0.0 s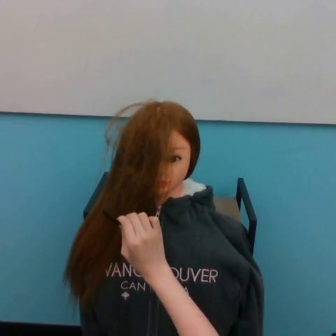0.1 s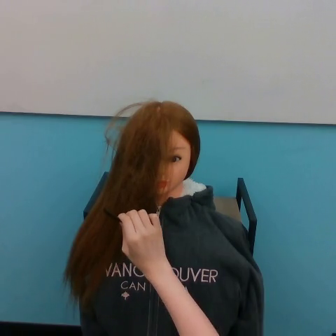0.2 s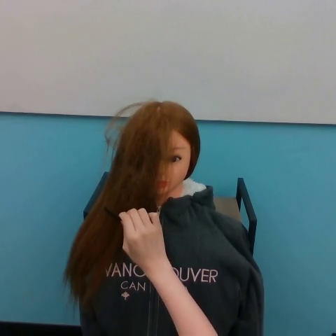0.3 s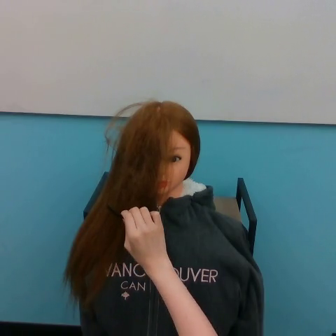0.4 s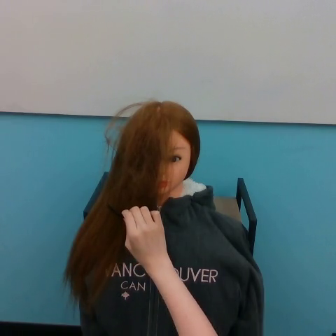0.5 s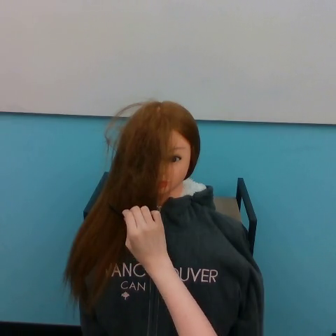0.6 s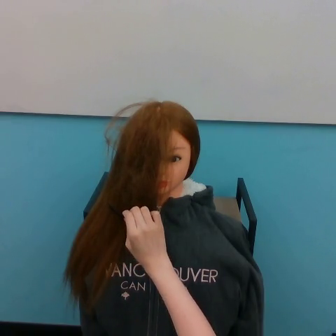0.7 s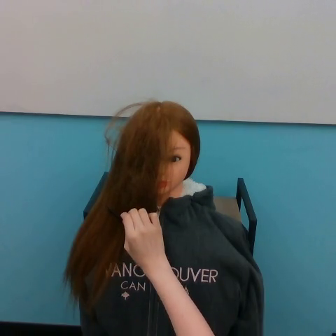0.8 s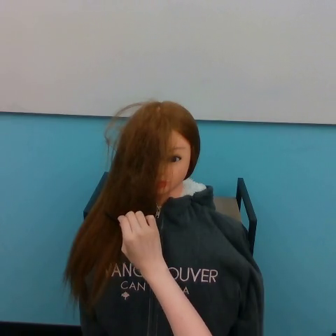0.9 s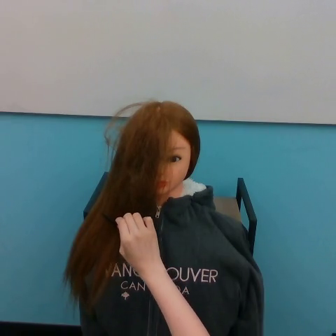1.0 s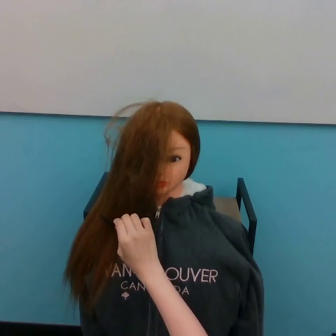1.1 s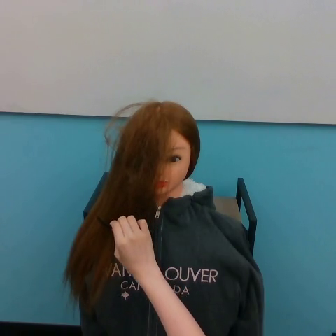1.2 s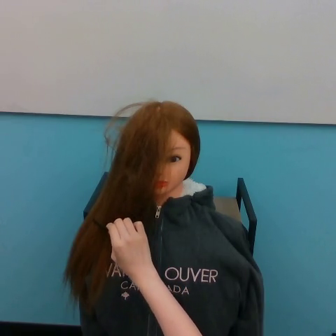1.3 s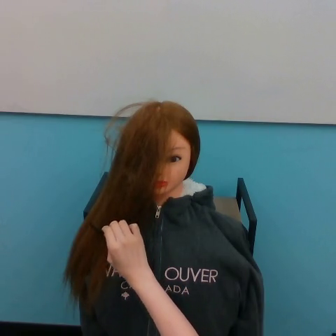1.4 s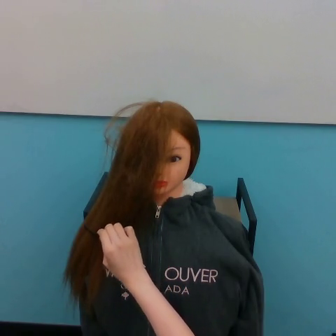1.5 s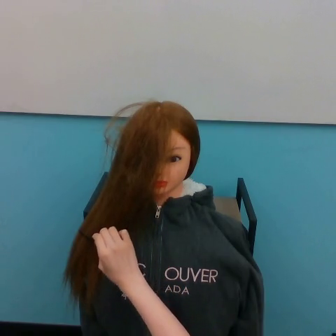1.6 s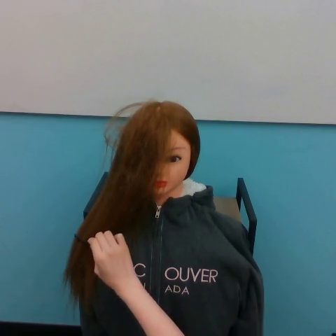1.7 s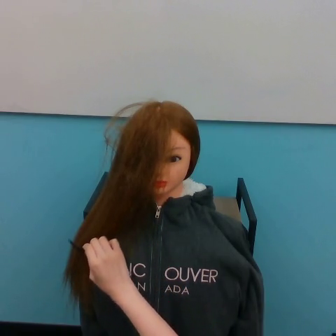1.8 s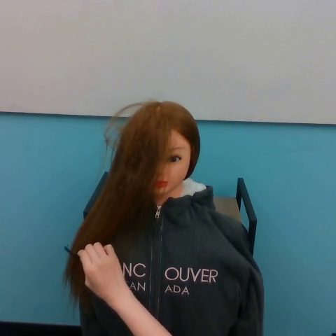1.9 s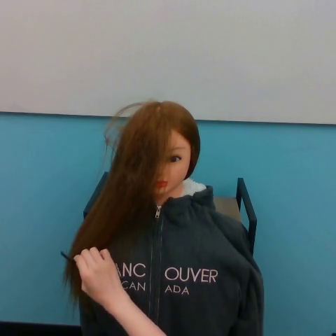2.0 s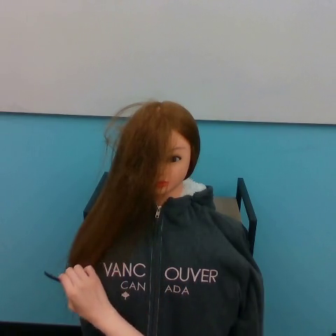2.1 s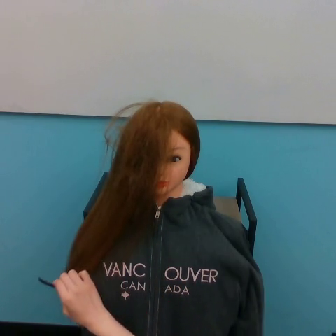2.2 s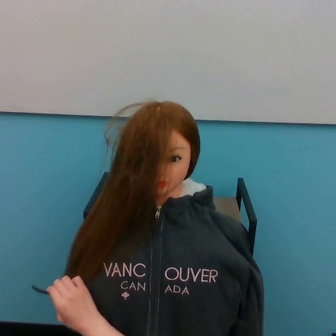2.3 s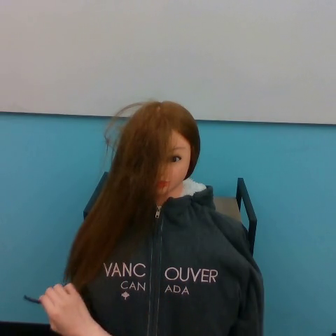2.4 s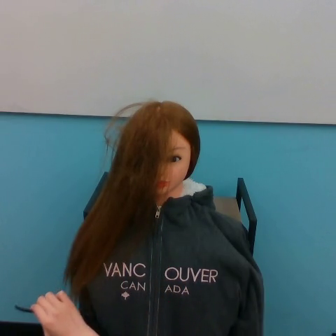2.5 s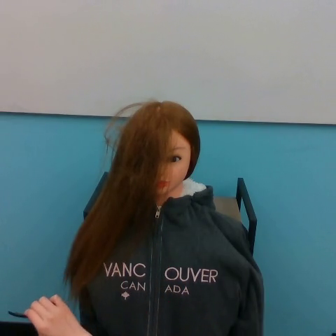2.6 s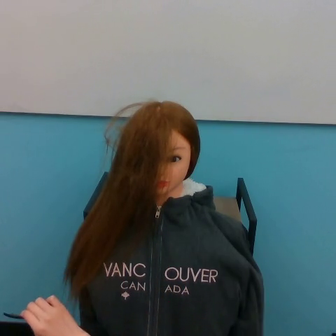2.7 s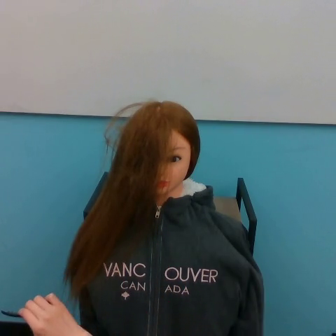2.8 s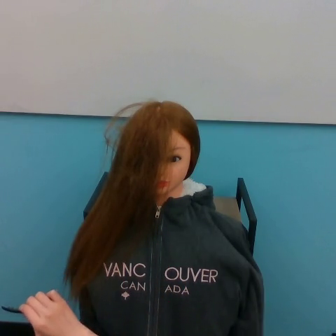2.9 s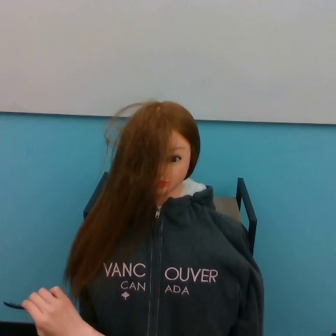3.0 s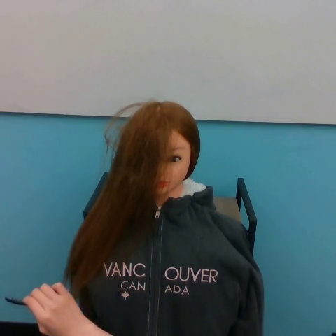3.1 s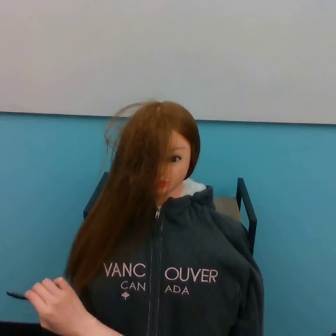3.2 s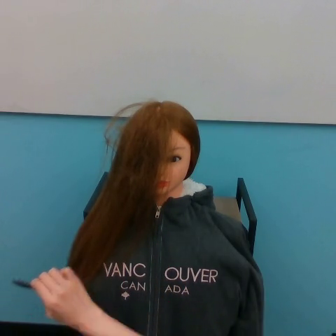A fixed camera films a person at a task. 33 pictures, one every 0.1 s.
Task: brush hair.
0.0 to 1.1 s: The hand moves only a little.
1.1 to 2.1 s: The hand goes to the left and downward.
2.1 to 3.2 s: The hand goes to the left and downward, then upward and to the right.
